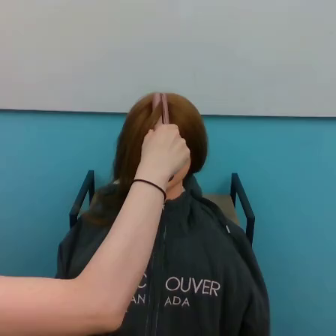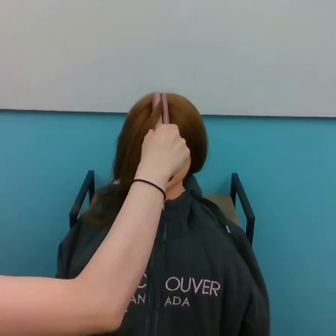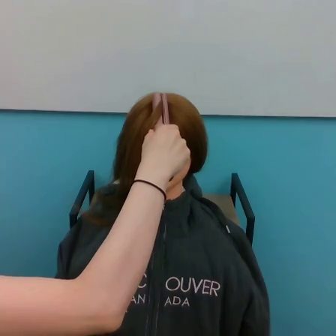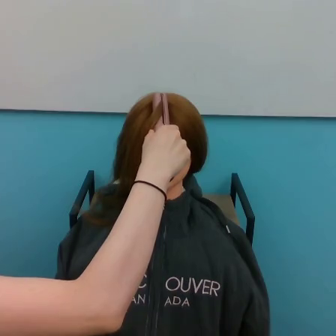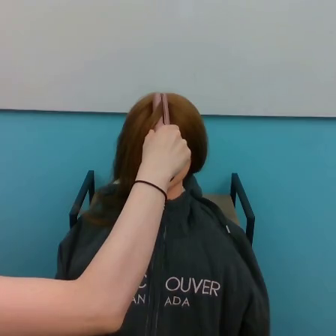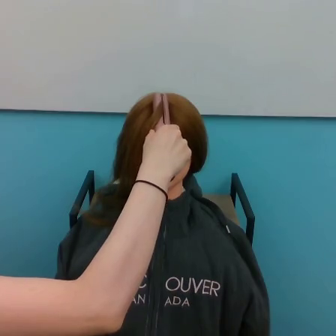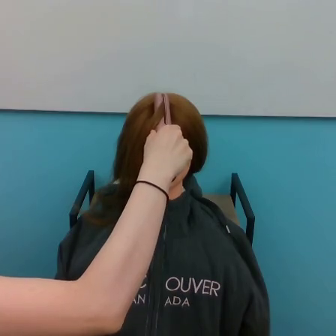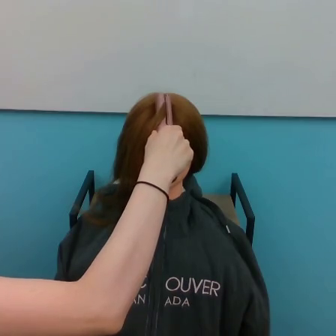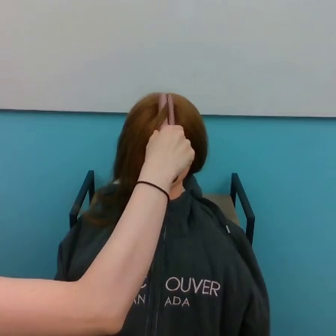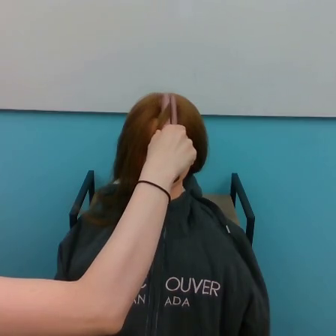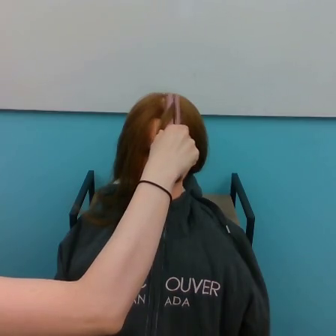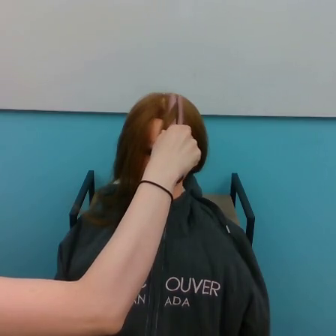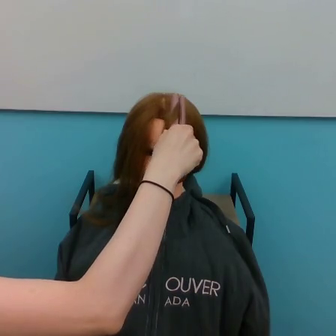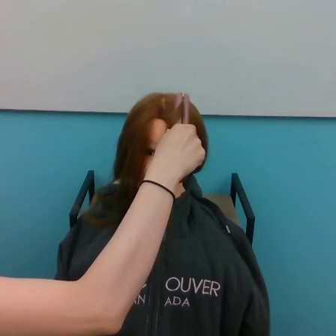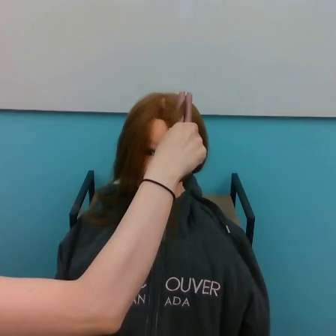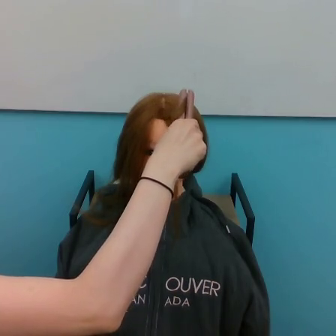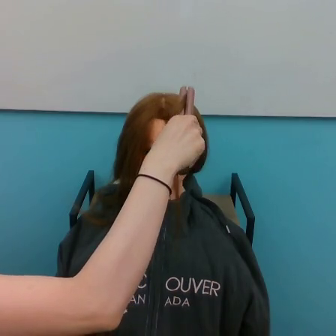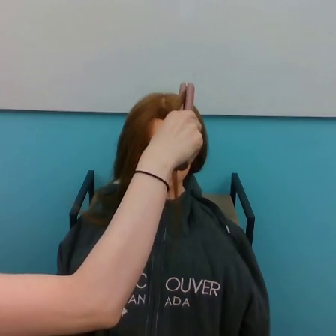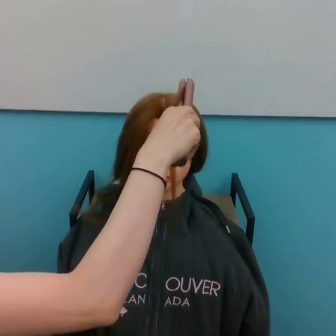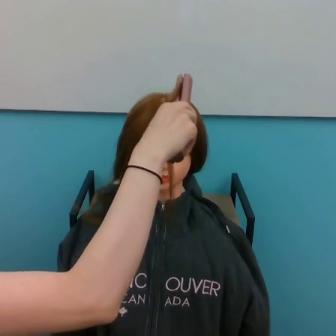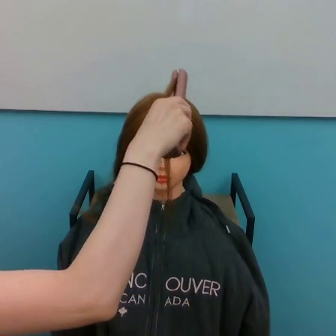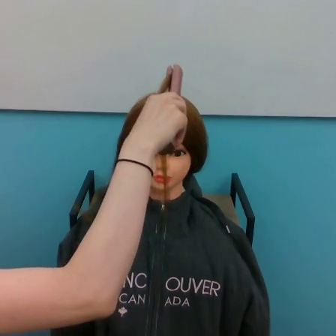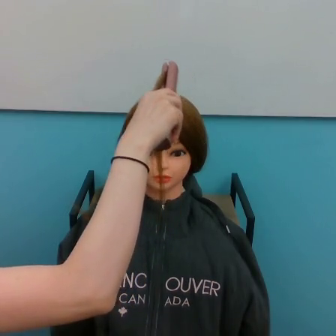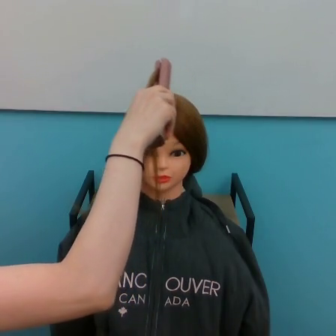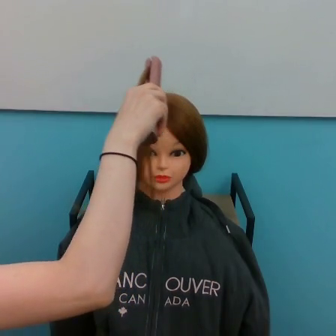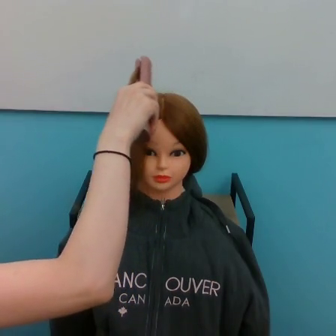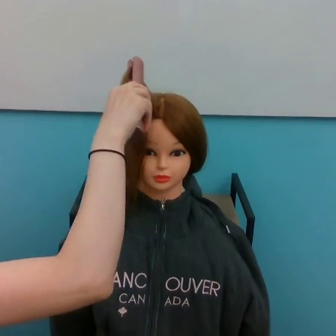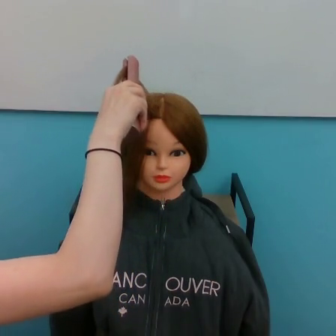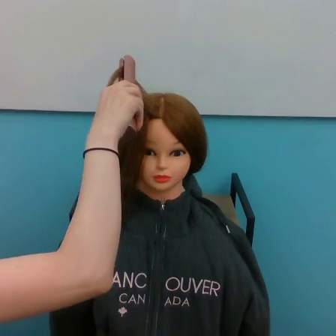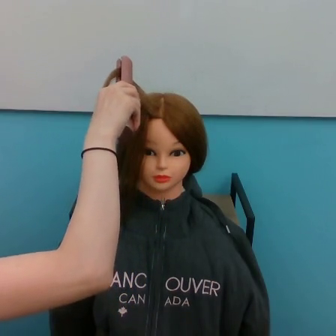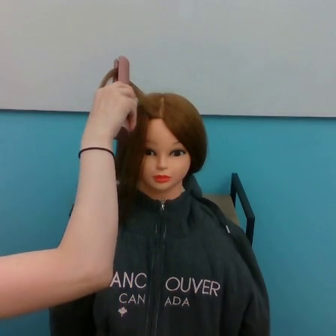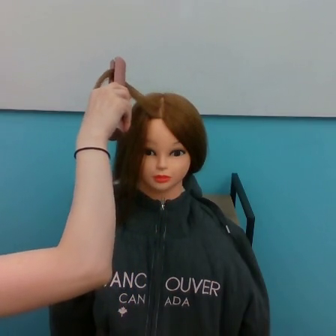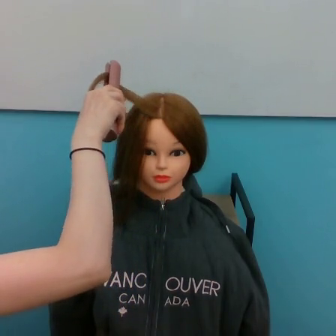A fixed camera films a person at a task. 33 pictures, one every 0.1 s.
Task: straighten hair.
0.0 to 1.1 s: The hand goes to the right.
1.1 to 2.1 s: The hand goes upward.
2.1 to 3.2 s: The hand goes to the left.
In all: It circles counterclockwise, turning through about 270 degrees.
